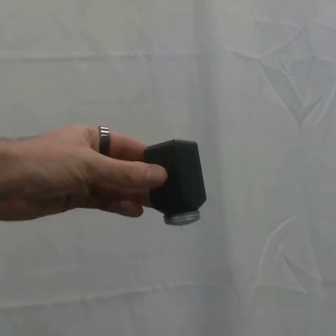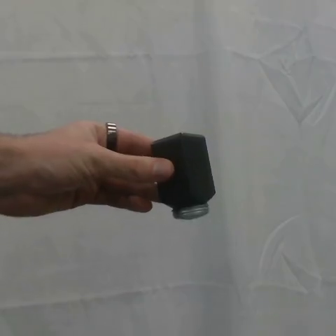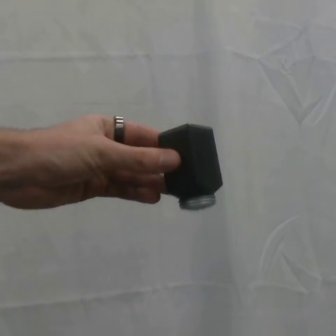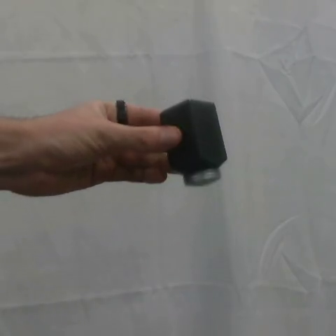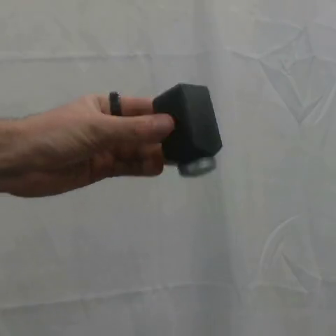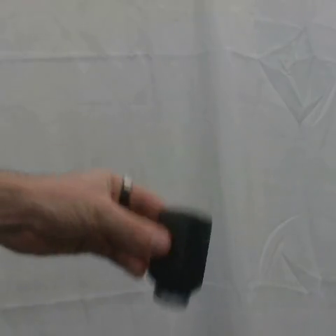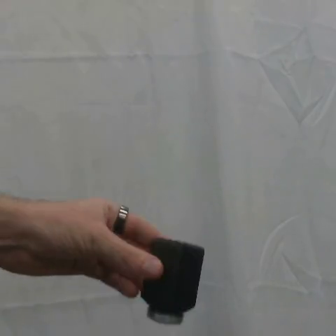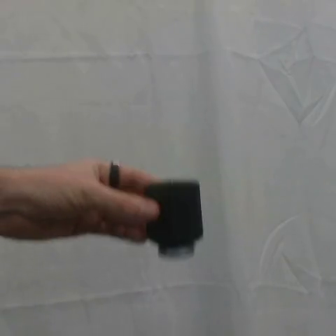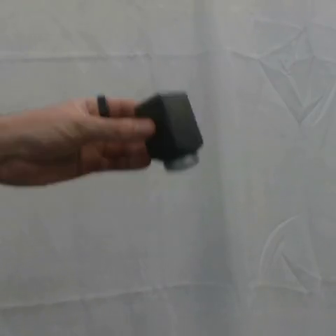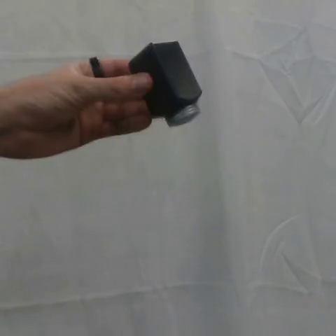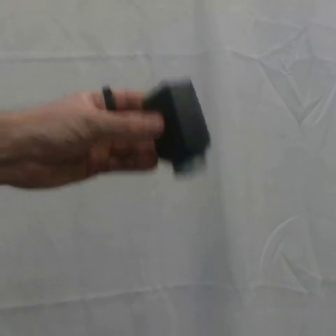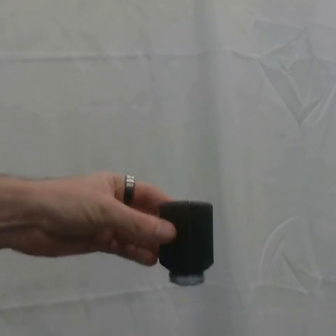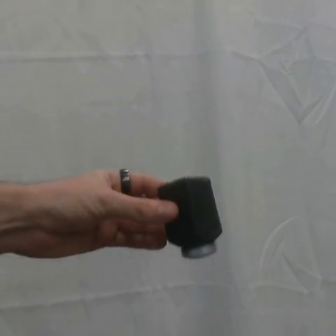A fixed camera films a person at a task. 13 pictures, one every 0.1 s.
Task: shake the salt shaker.
Motion: move up and down two times.
0.0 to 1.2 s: The hand goes upward, then downward.
